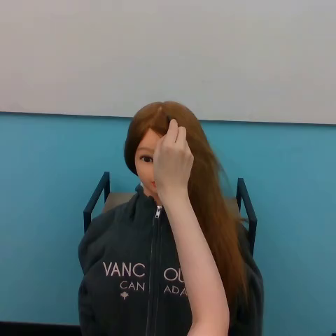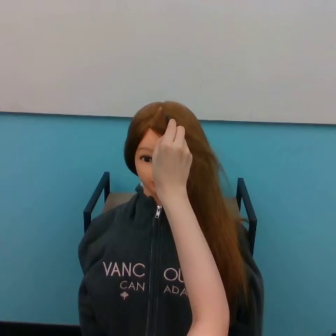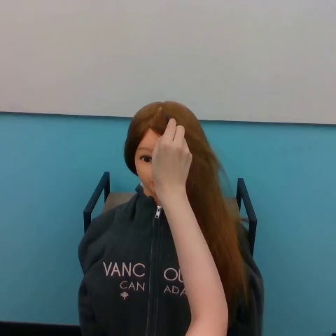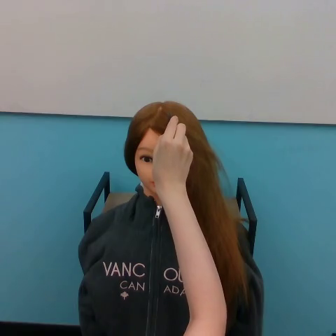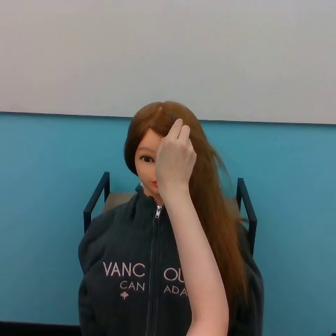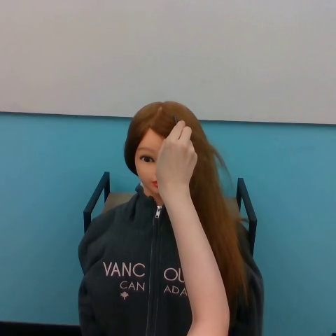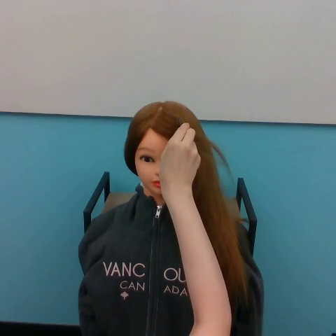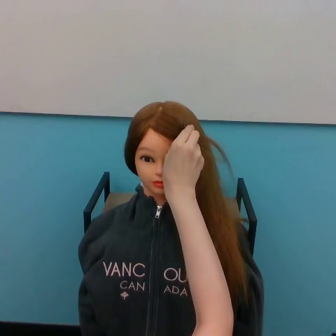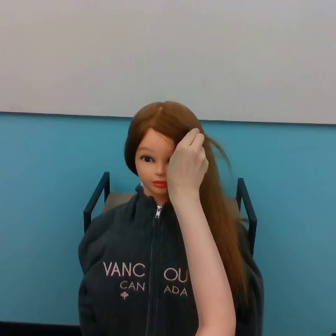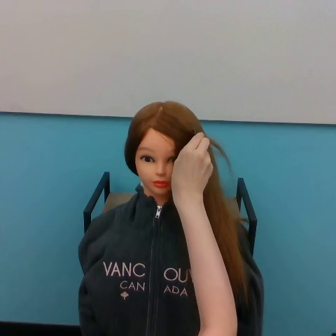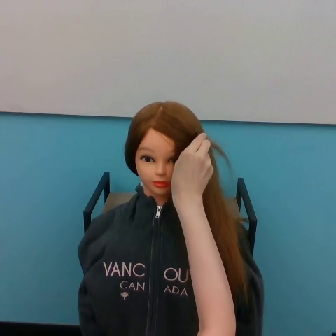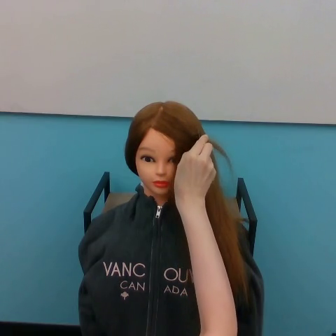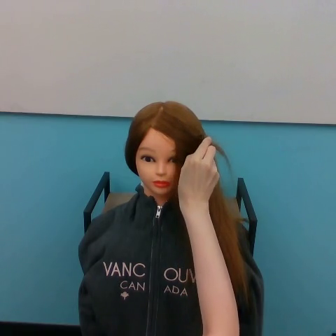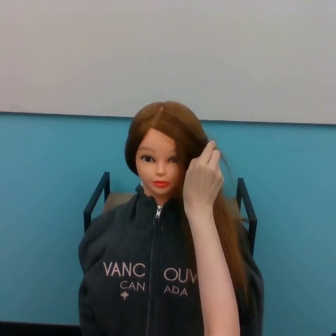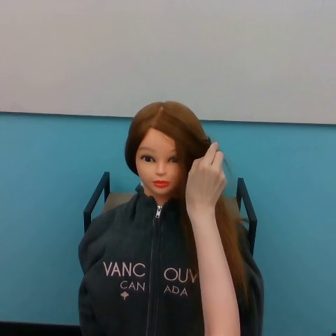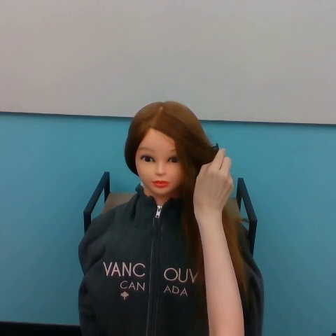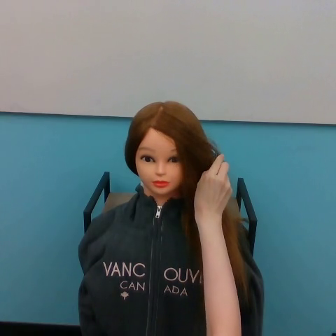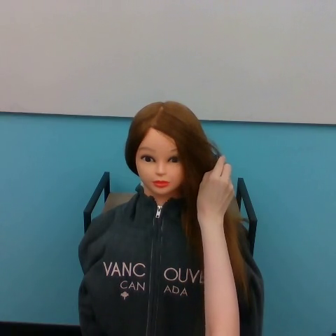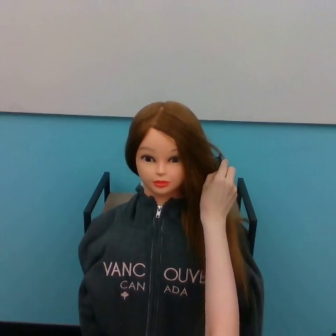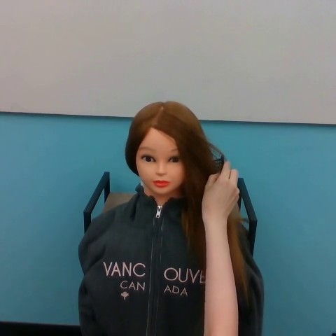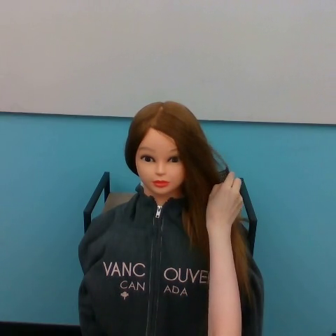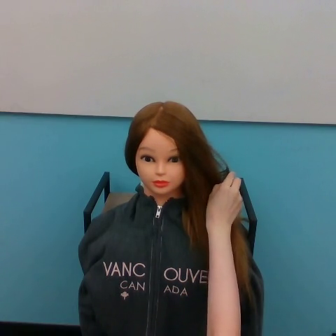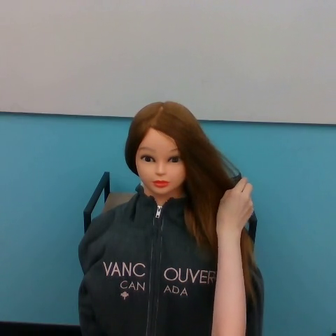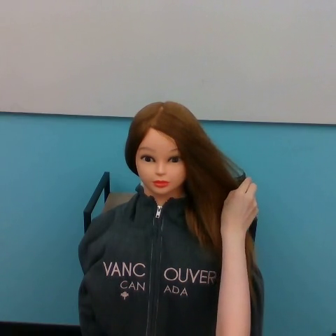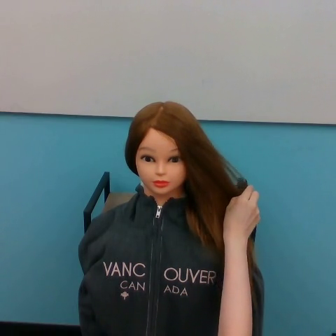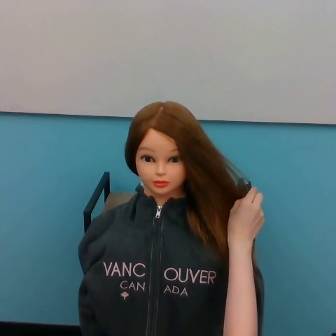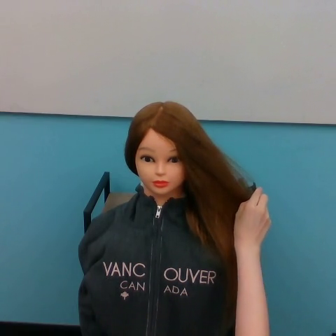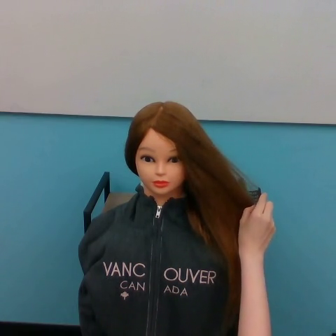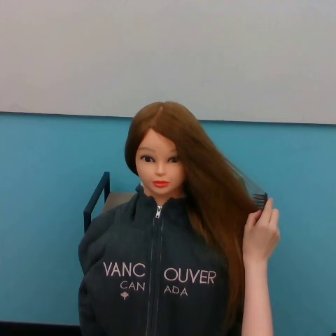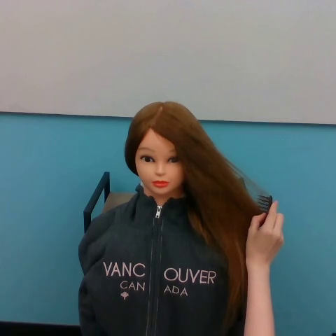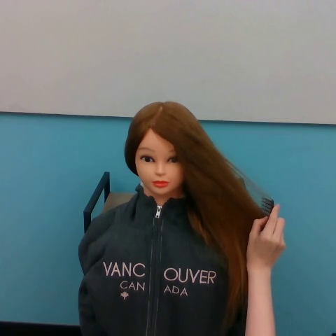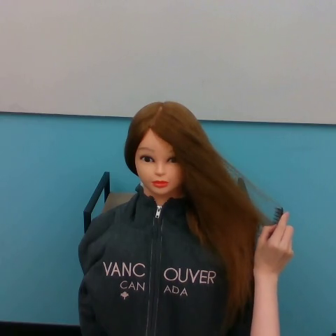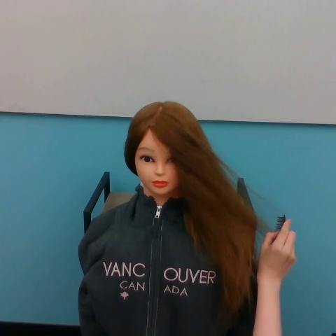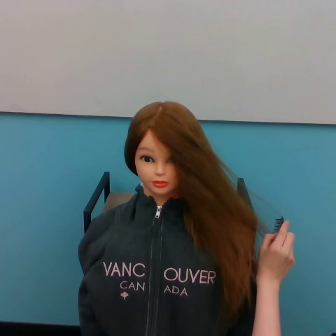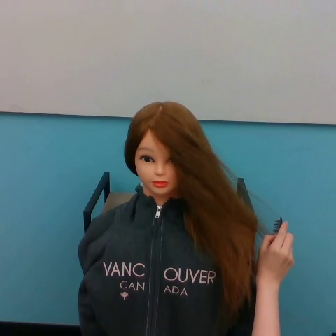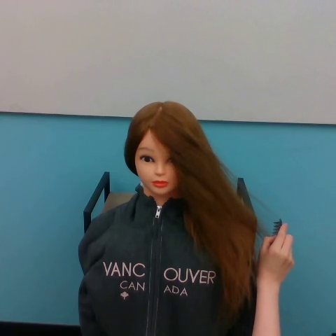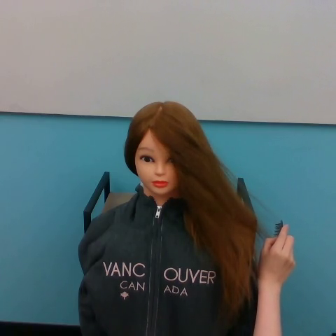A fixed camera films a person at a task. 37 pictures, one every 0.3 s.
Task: brush hair.
Motion: move to the bottom right.
0.0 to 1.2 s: The hand moves only a little.
1.2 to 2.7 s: The hand goes to the right.
2.7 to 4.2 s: The hand moves only a little.
4.2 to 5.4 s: The hand goes downward.
5.4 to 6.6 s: The hand goes to the right and downward.
6.6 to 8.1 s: The hand goes to the right and downward.
8.1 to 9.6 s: The hand goes downward and to the right.
9.6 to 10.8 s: The hand moves only a little.
